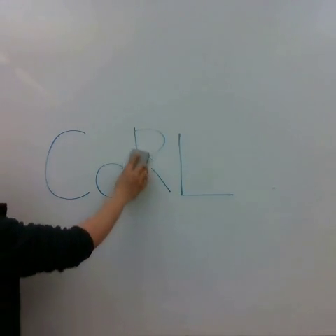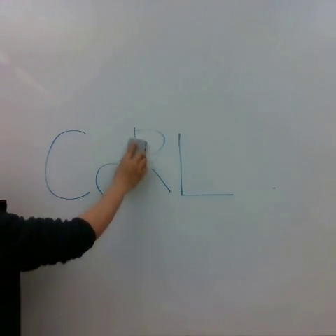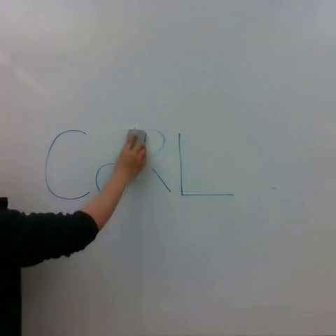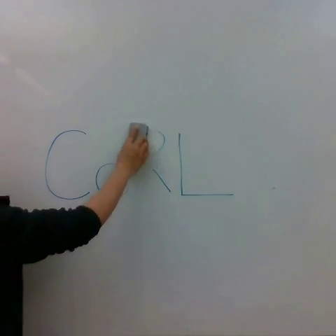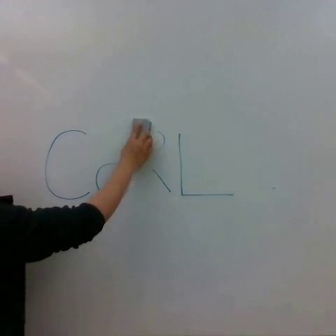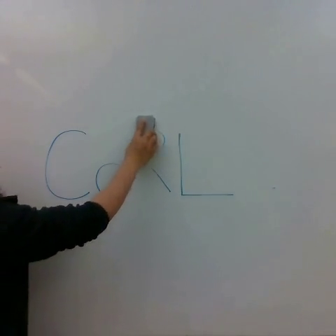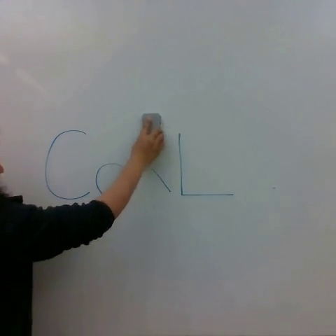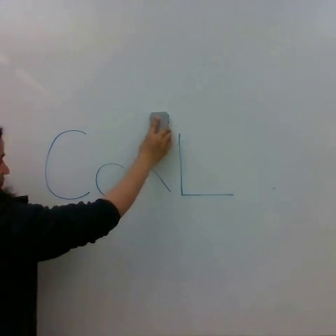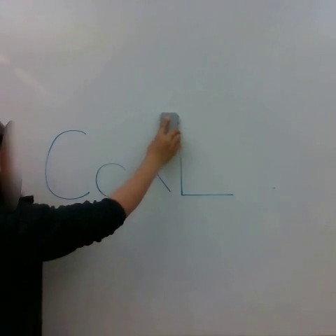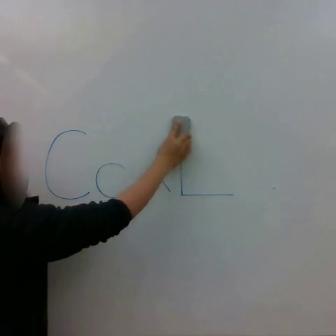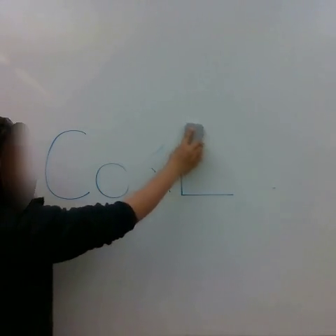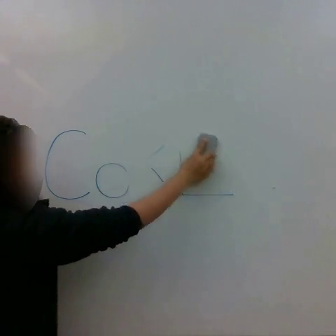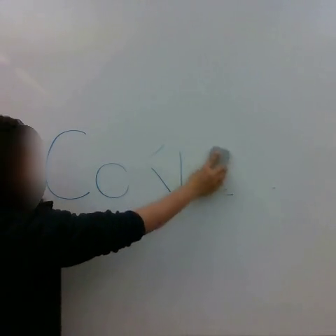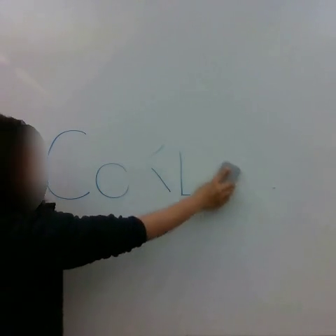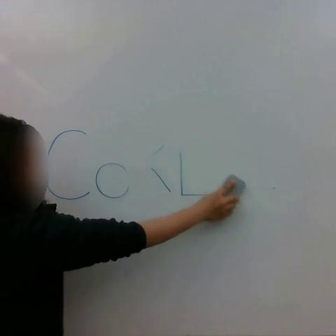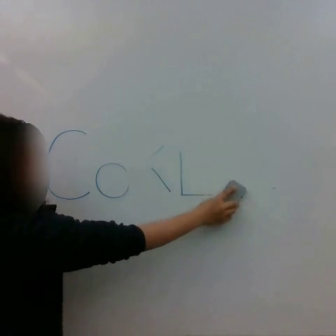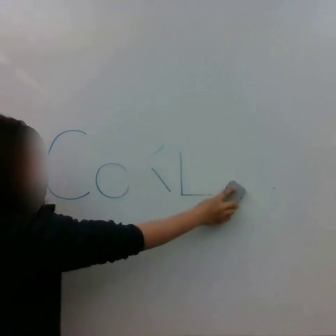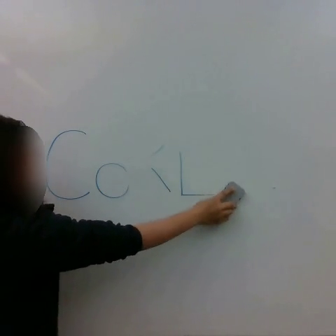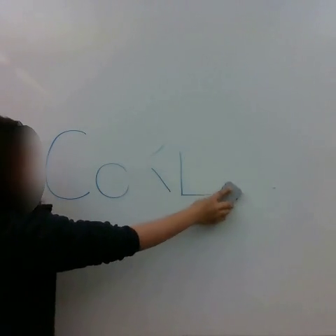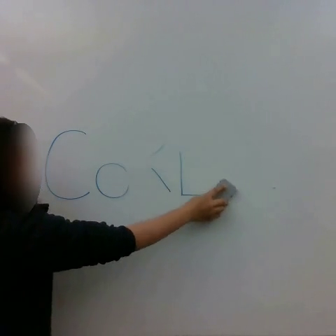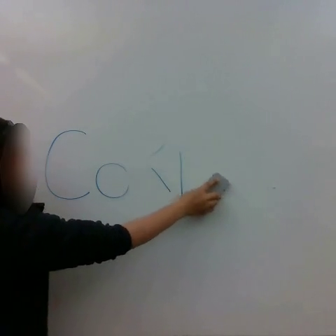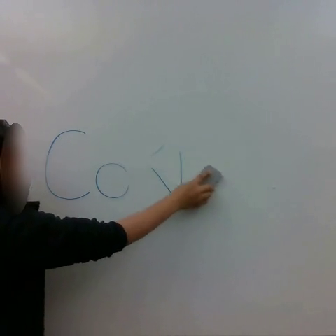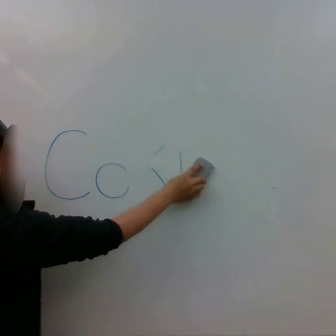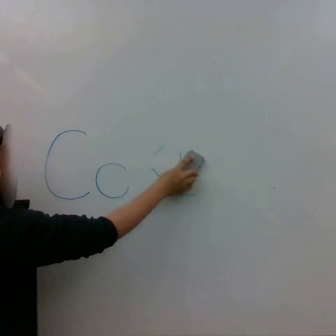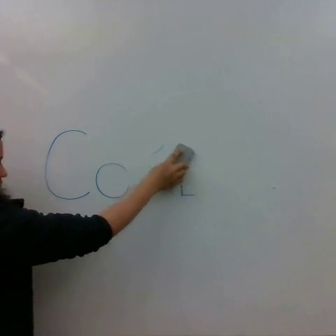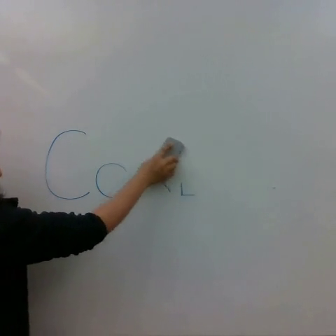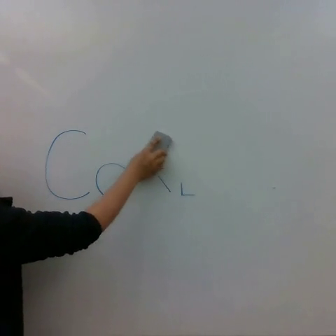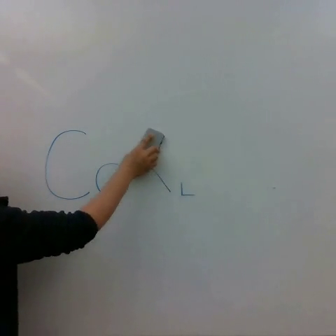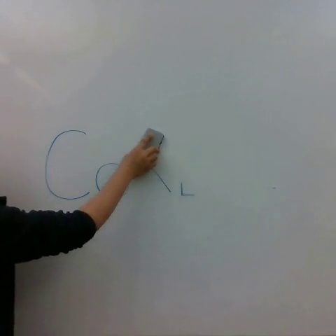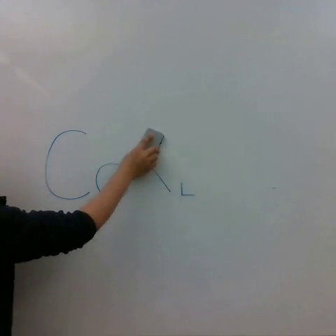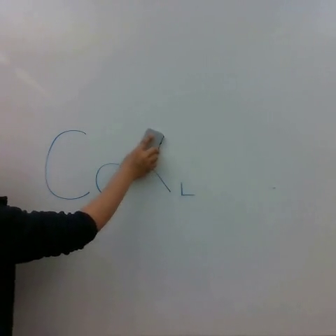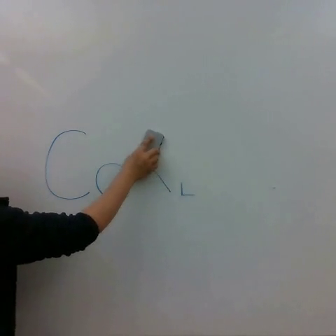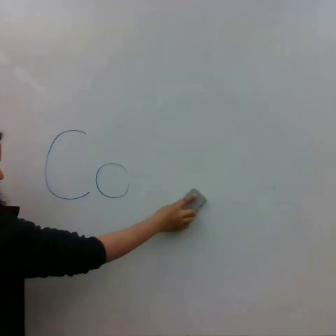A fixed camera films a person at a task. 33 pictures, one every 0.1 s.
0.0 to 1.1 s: The hand goes to the right, on a clockwise arc.
1.1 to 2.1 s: The hand goes downward and to the right, then to the left and upward.
2.1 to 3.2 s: The hand goes to the left and upward, then downward and to the right.
Task: erase whiteboard.
